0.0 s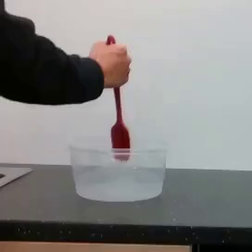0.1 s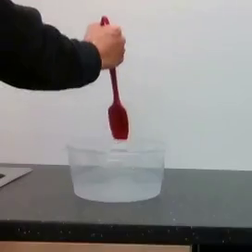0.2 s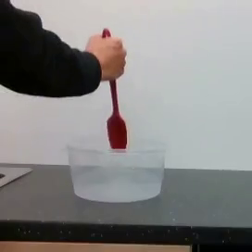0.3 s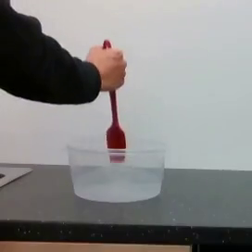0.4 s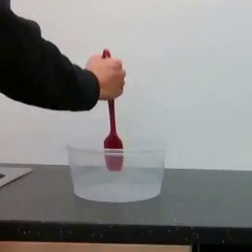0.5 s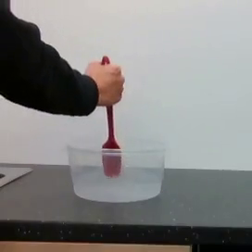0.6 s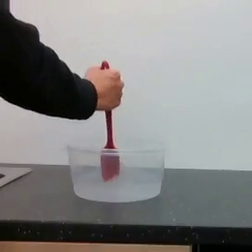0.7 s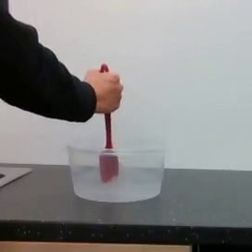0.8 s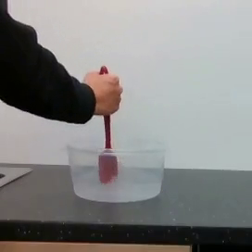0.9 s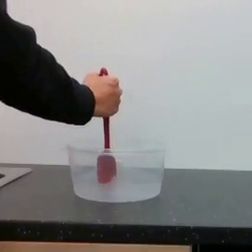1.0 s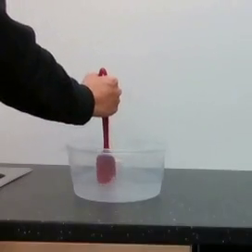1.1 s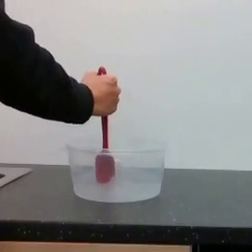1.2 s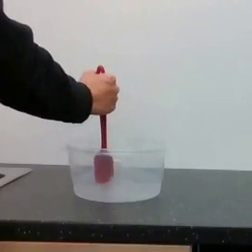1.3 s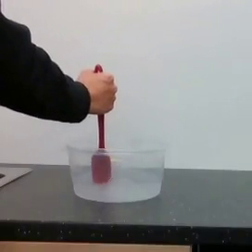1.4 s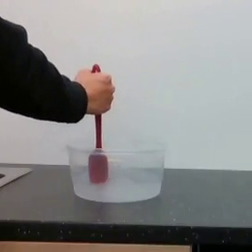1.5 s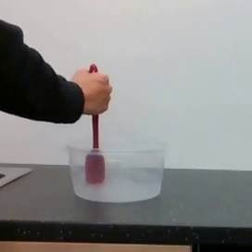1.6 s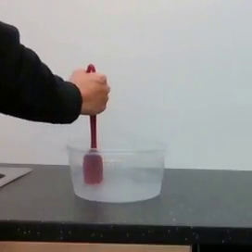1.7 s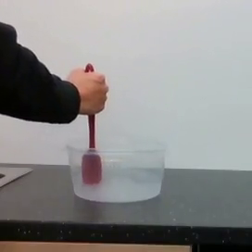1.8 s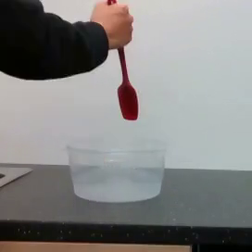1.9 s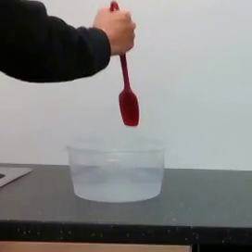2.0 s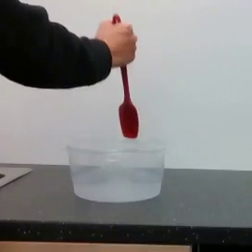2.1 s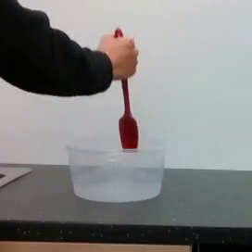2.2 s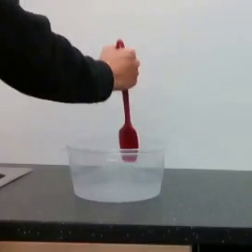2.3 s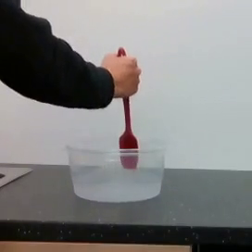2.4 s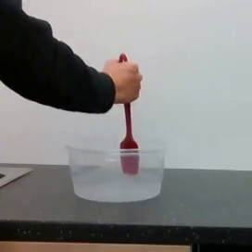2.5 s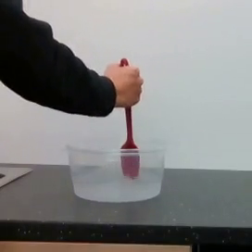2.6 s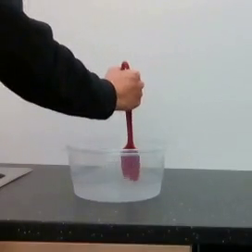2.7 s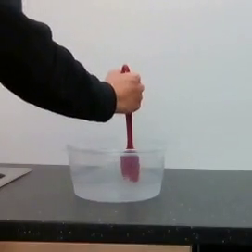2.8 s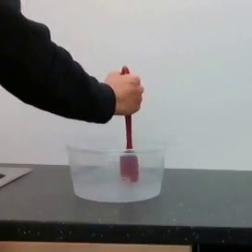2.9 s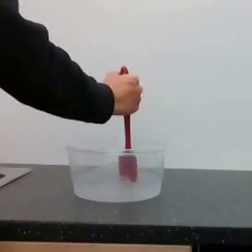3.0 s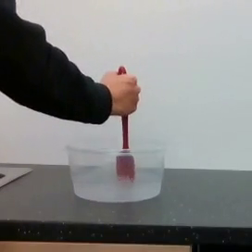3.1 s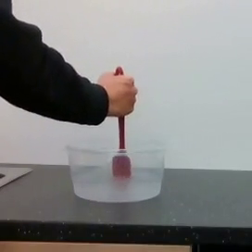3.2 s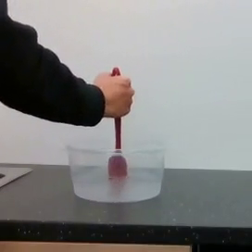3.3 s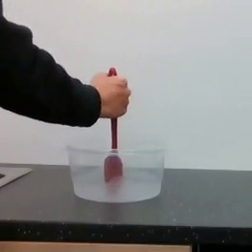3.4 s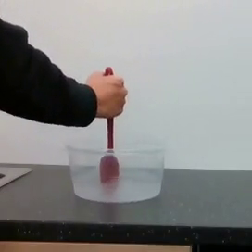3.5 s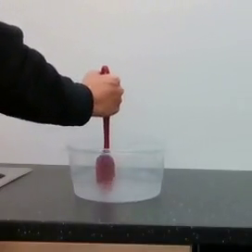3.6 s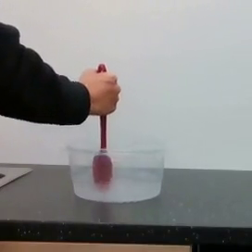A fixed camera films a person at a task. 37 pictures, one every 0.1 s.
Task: stir.
Motion: move downward, then follow a triangular path clockwise.
0.0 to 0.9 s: The hand goes downward.
0.9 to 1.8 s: The hand goes upward.
1.8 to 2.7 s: The hand goes downward.
2.7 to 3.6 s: The hand goes to the left.
